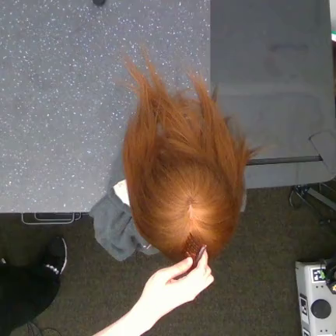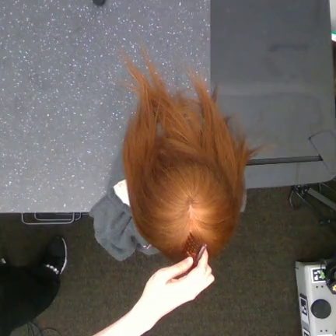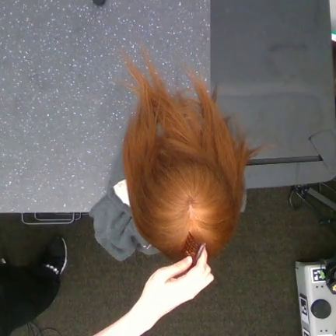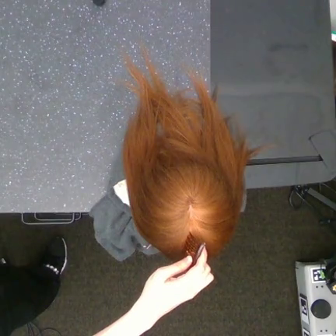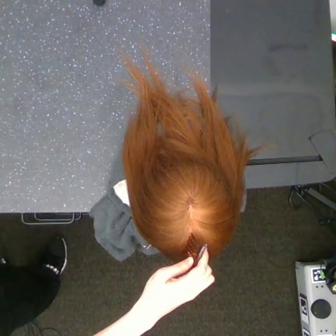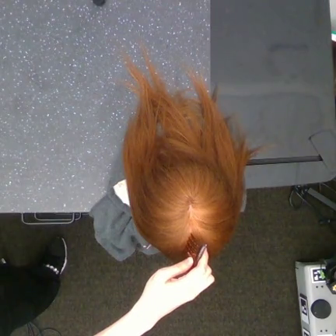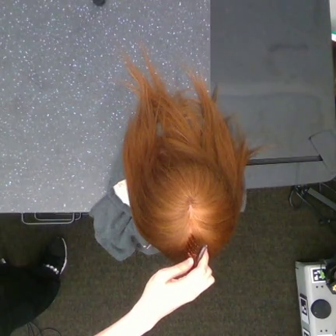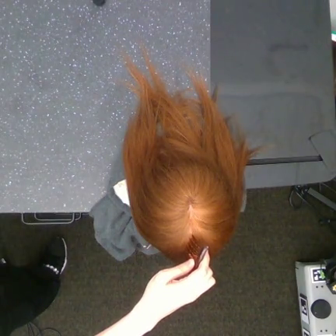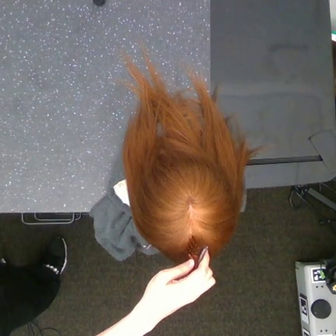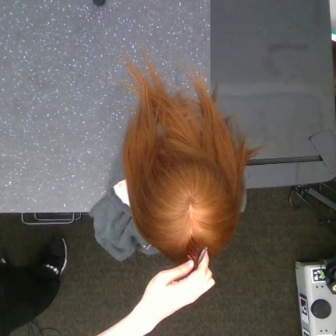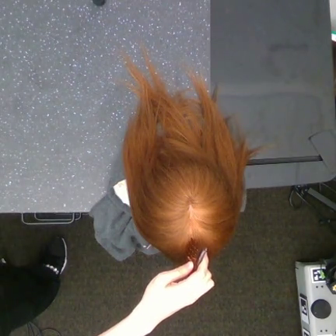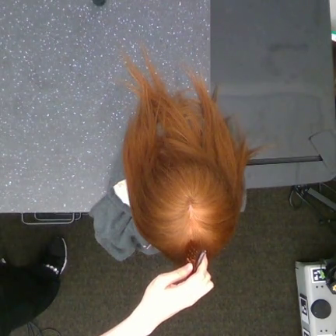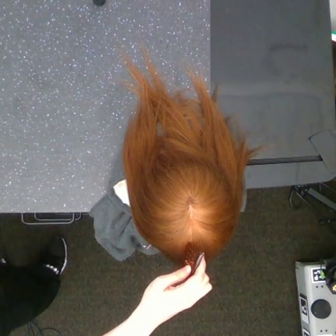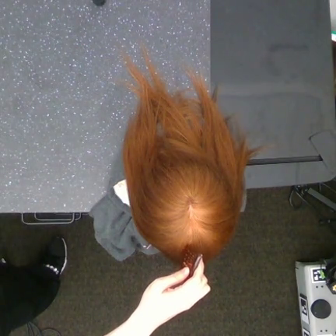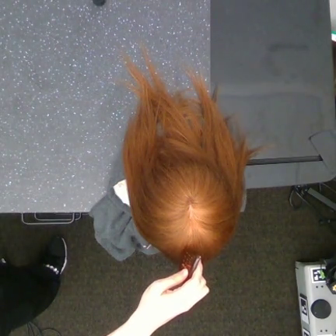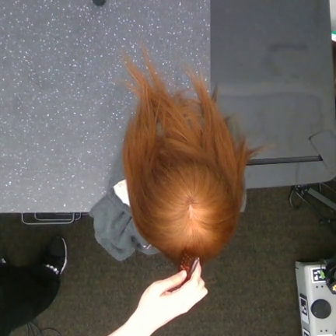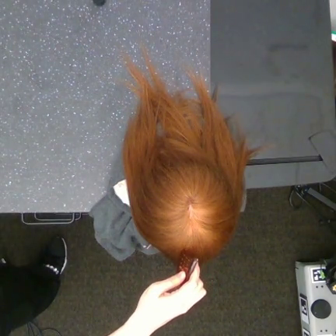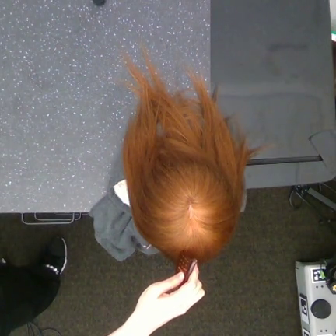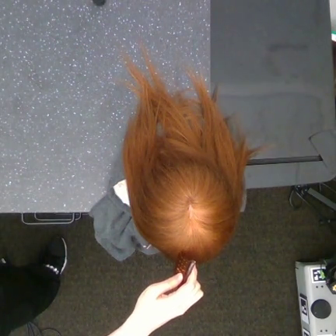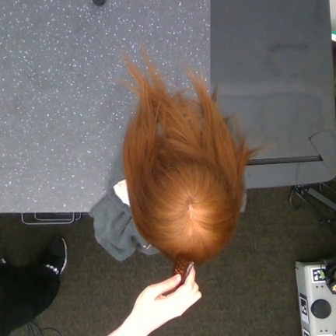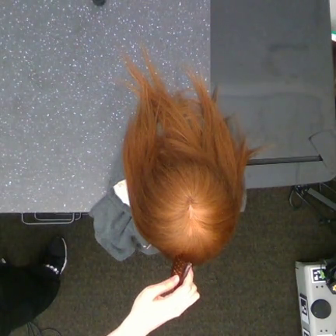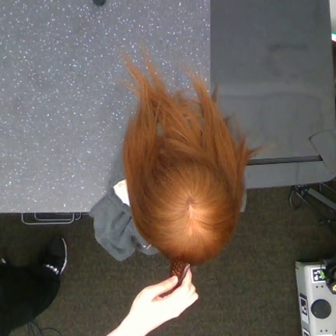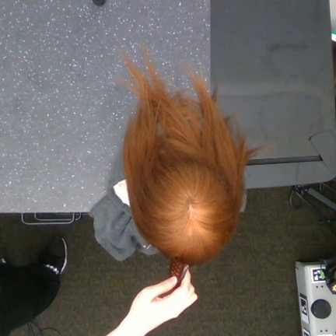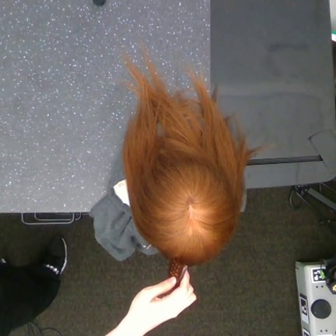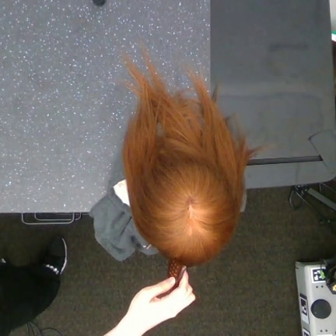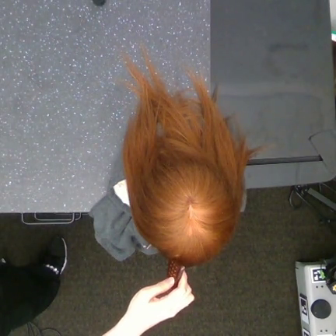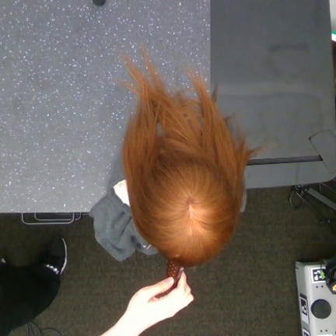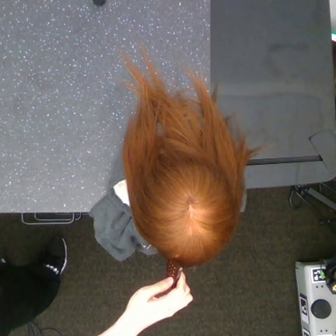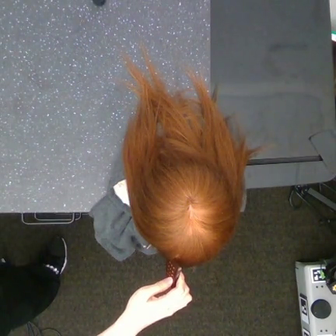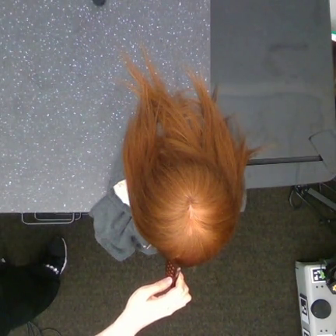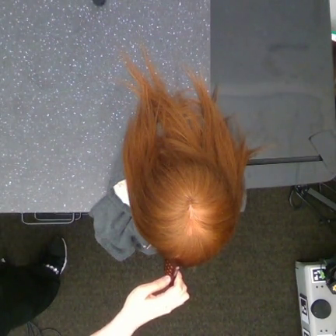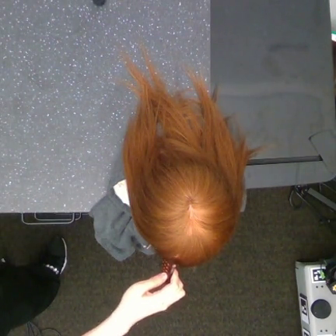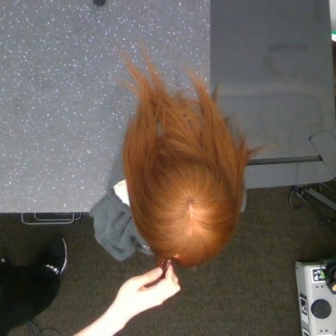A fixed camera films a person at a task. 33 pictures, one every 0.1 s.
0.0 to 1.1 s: The hand moves only a little.
1.1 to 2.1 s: The hand goes to the left.
2.1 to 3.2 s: The hand goes to the left.
Task: tidy front hair.
